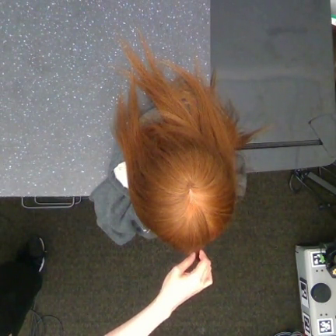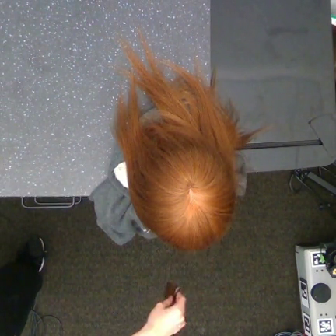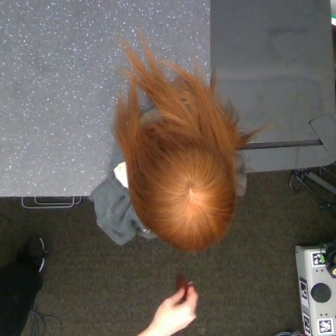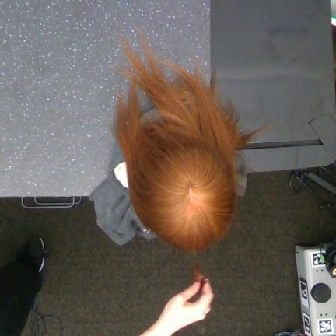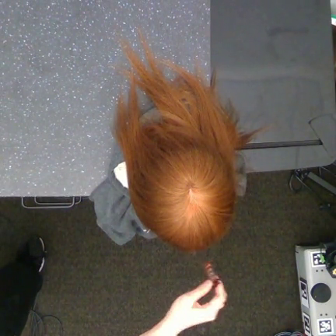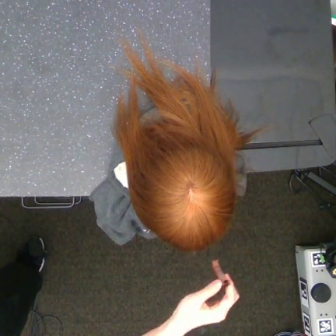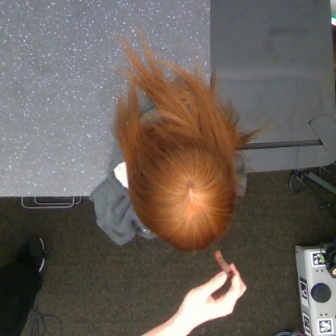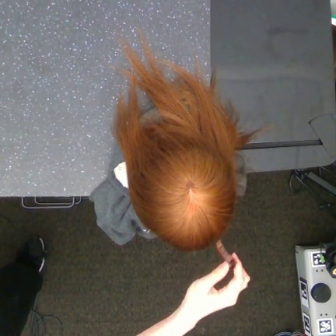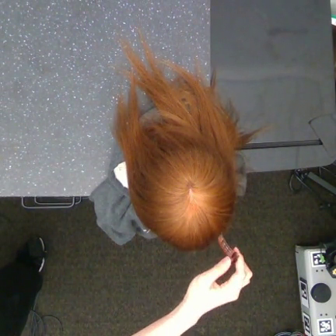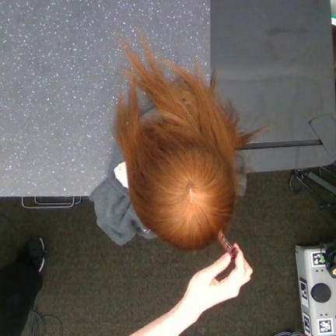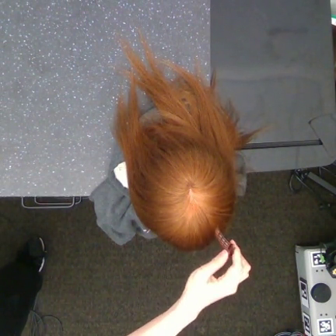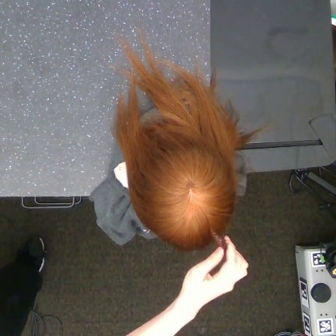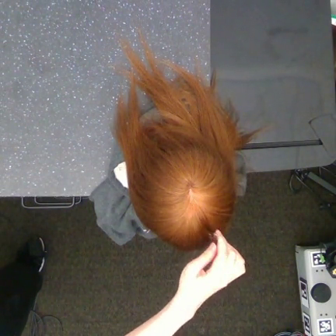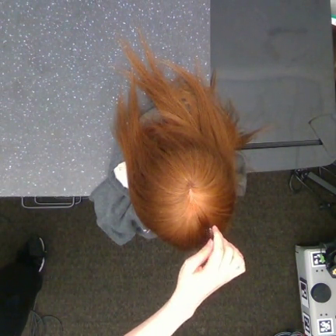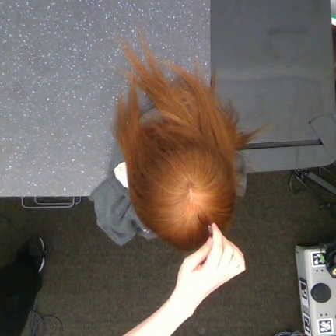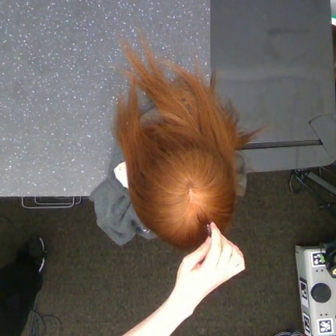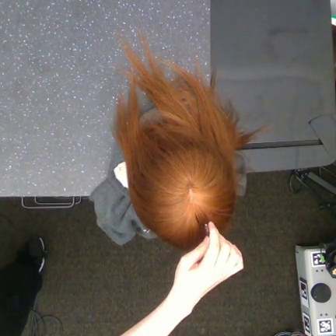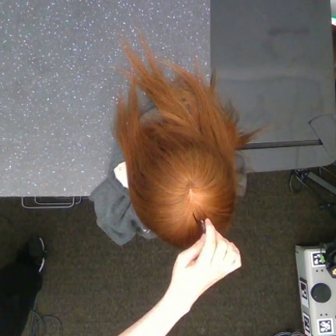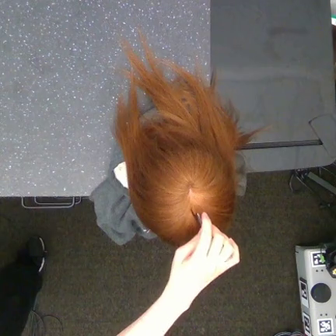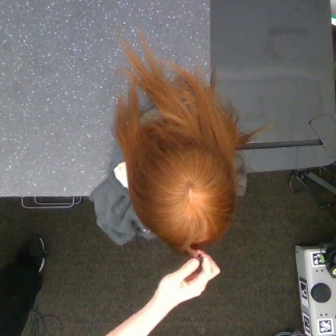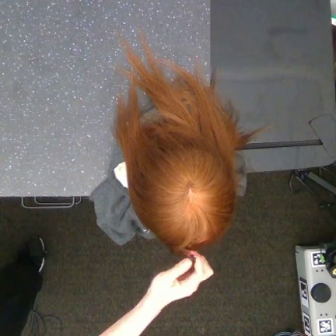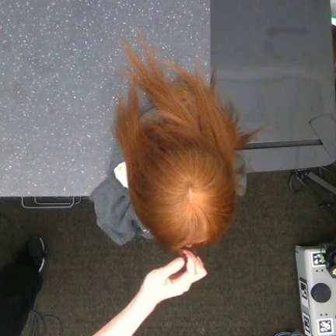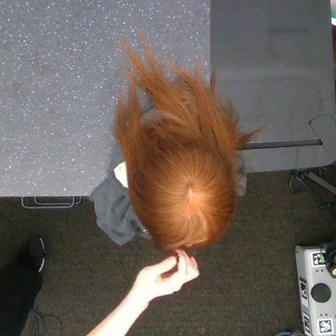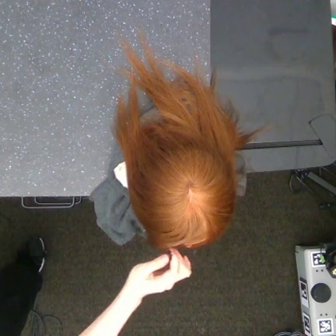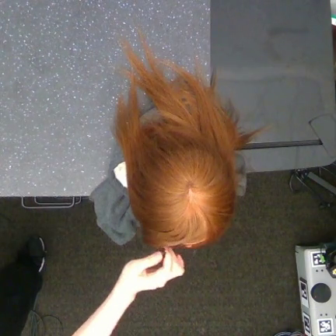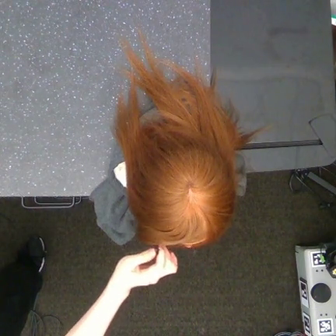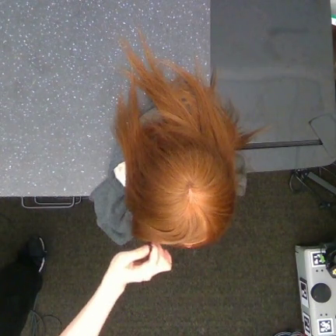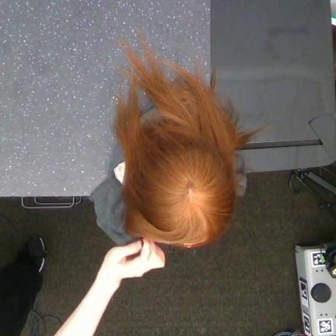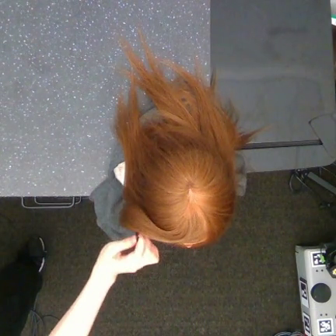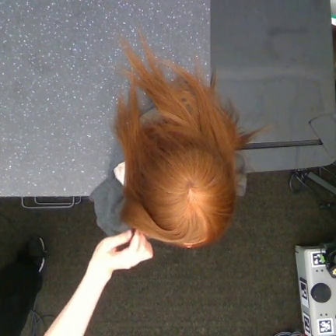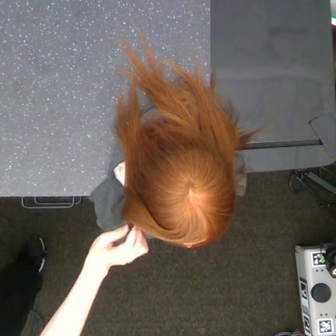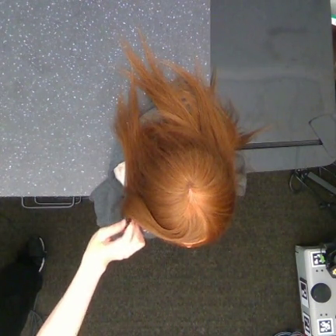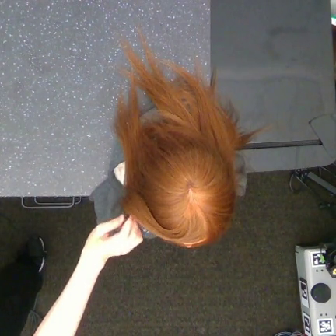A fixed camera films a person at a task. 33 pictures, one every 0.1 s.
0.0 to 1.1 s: The hand goes downward, then to the right and upward.
1.1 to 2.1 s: The hand goes to the left.
2.1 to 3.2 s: The hand goes to the left and upward.
Task: part hair.
